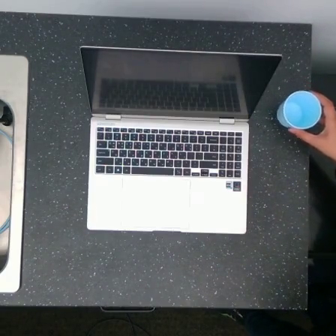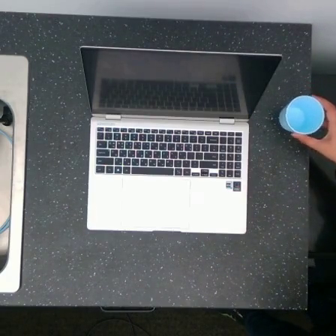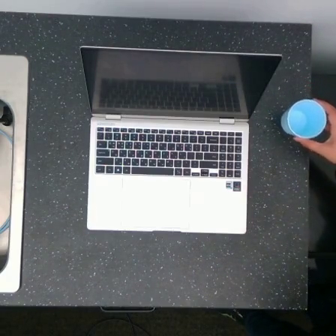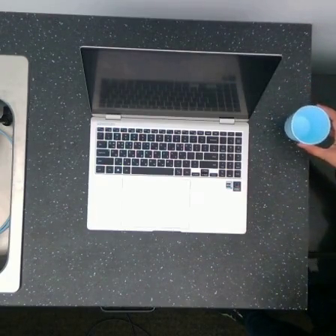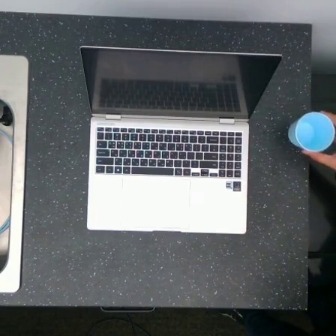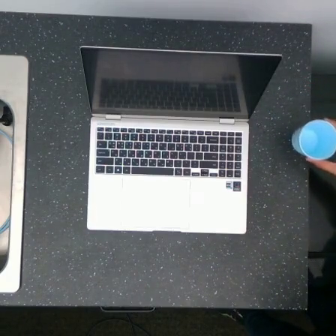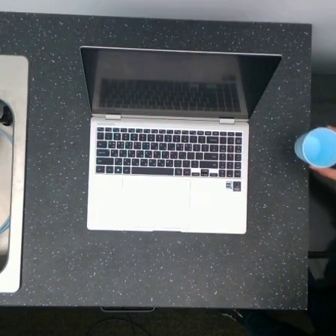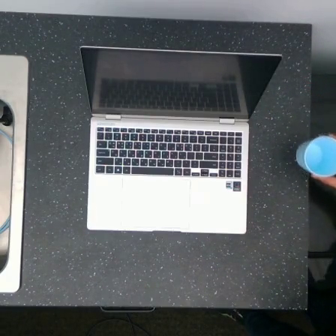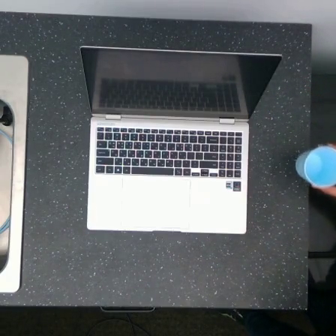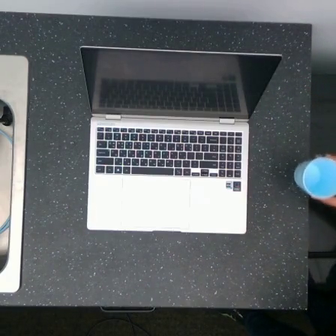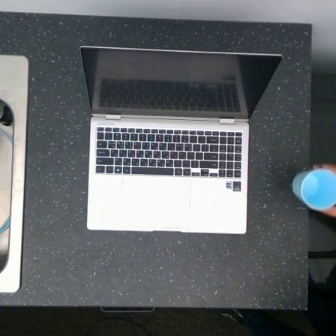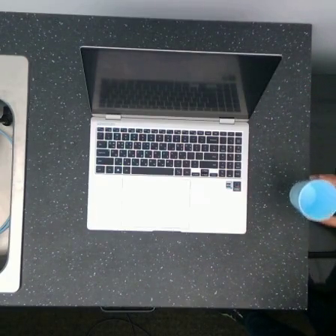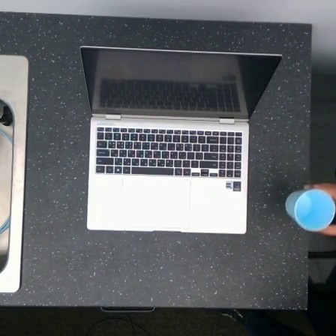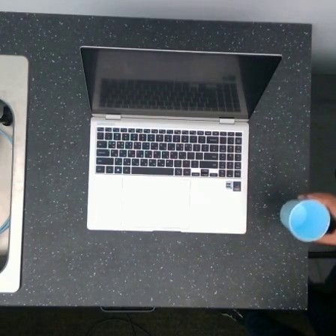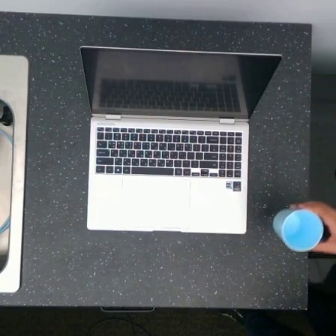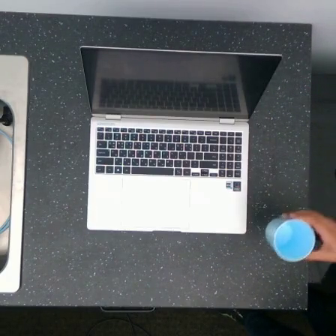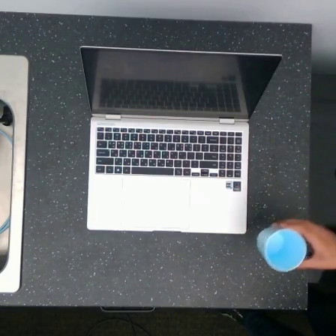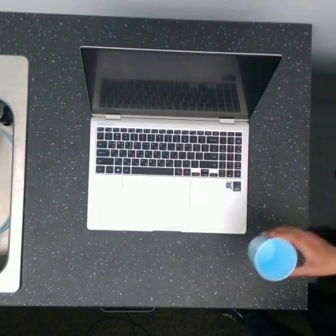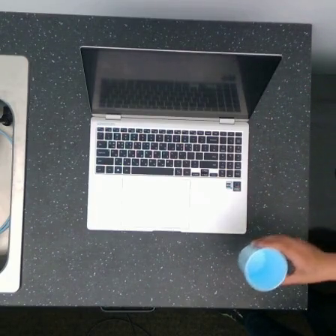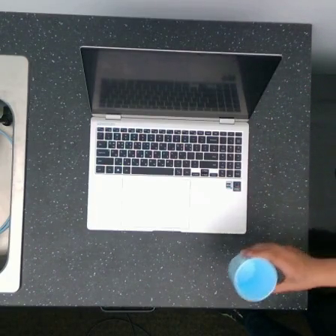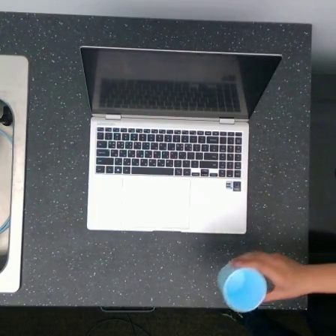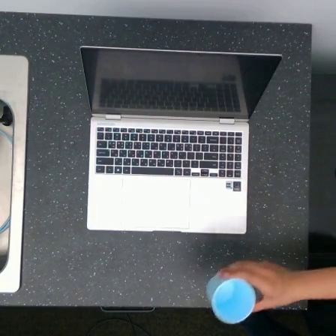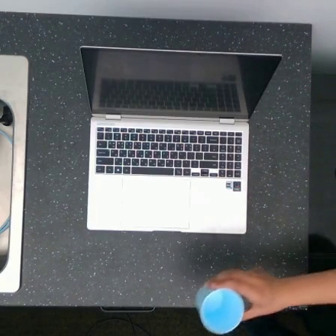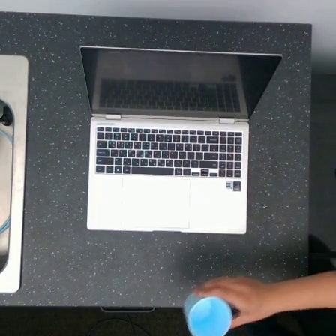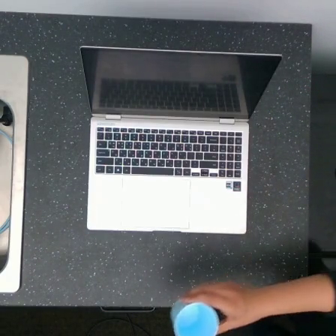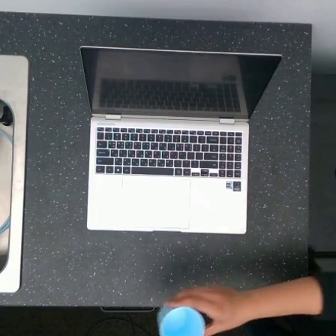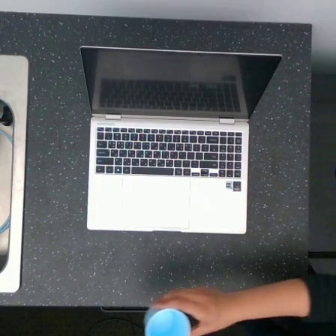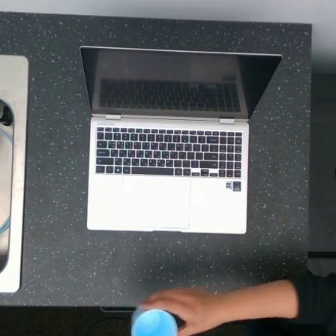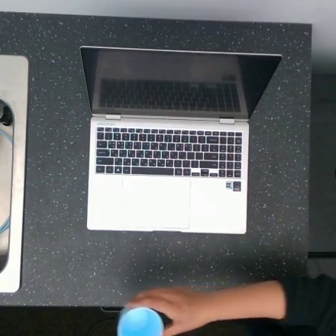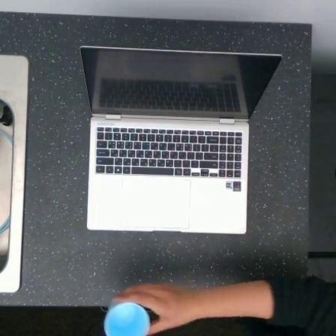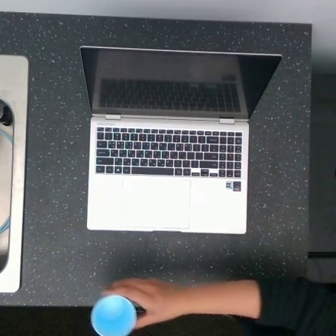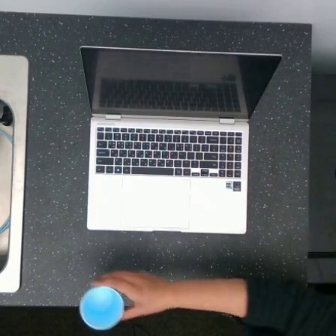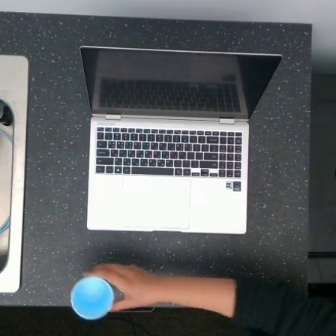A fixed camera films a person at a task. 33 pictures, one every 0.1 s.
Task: pick up the cup and place it to the lower left of the laptop.
0.0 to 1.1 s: The hand goes downward.
1.1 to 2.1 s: The hand goes downward and to the left.
2.1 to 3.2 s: The hand goes to the left.
